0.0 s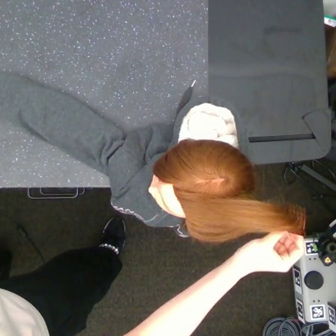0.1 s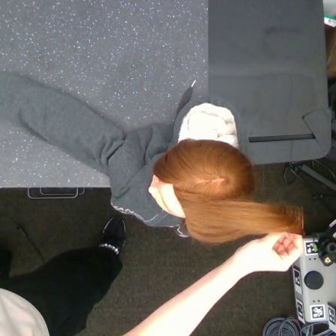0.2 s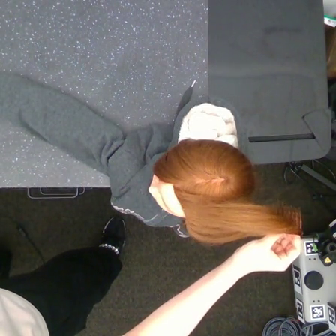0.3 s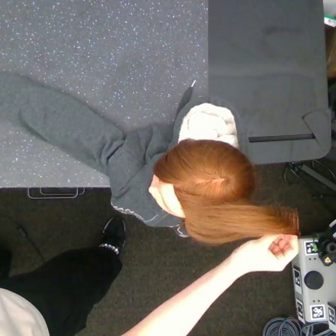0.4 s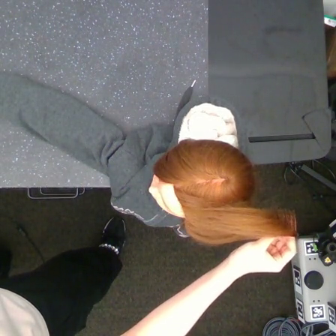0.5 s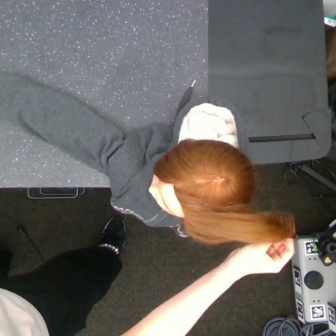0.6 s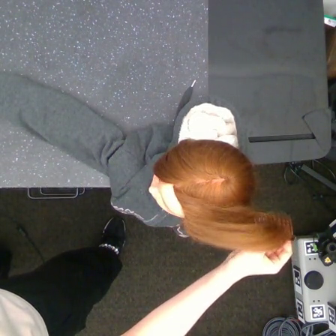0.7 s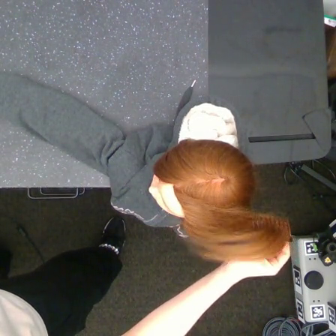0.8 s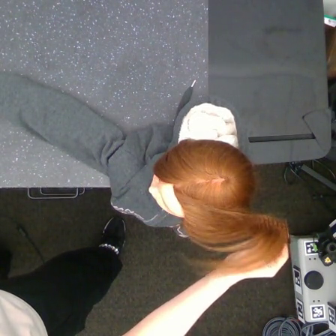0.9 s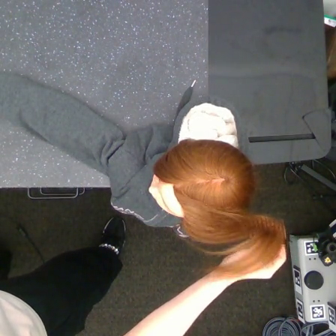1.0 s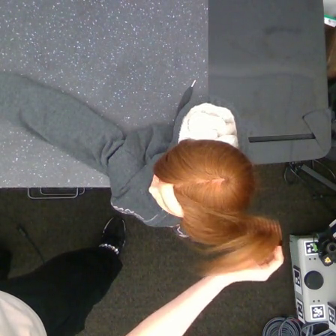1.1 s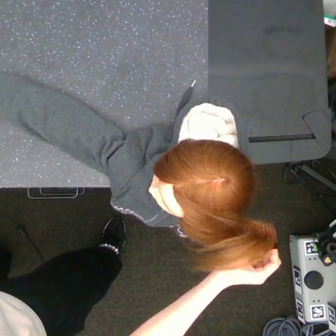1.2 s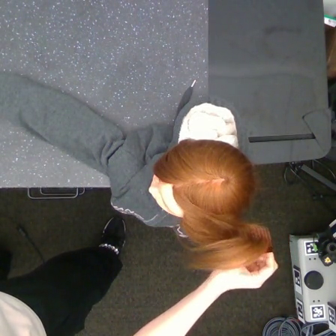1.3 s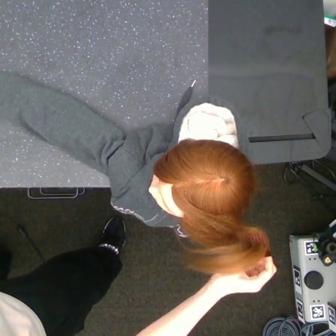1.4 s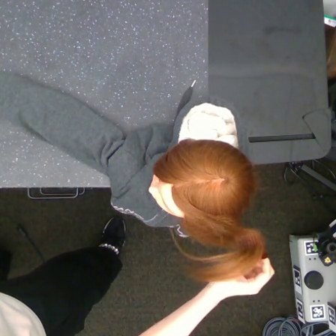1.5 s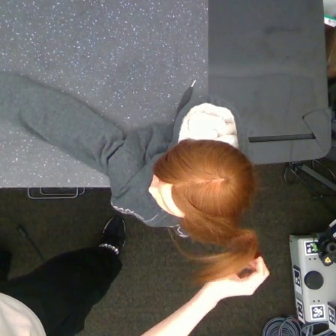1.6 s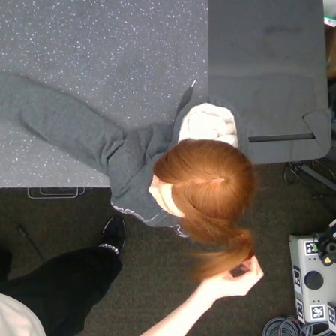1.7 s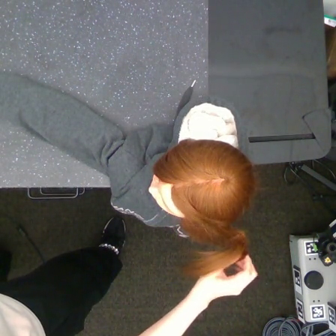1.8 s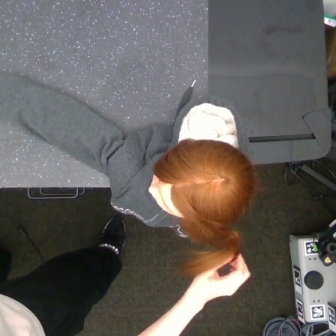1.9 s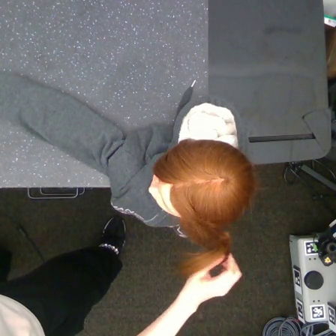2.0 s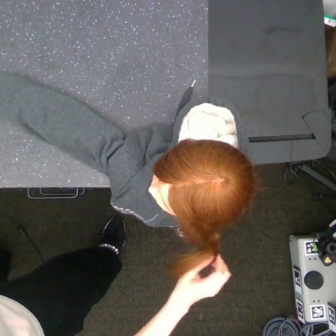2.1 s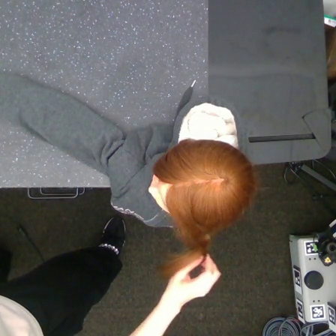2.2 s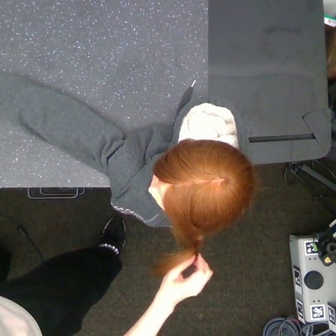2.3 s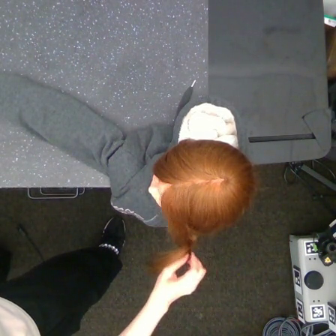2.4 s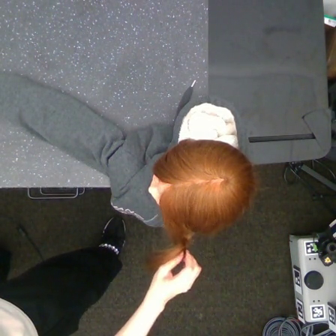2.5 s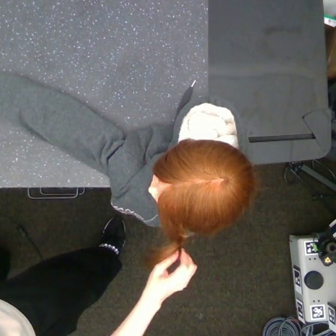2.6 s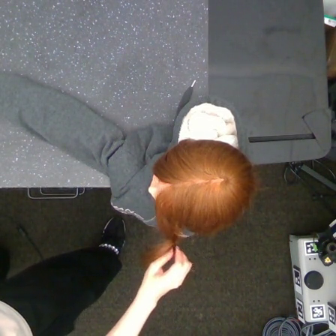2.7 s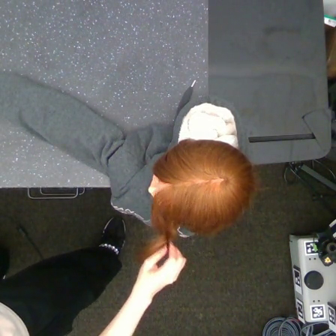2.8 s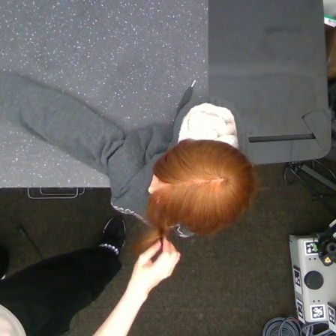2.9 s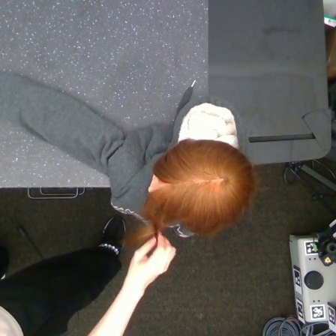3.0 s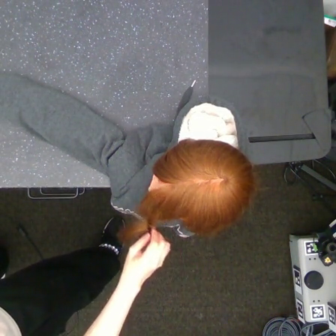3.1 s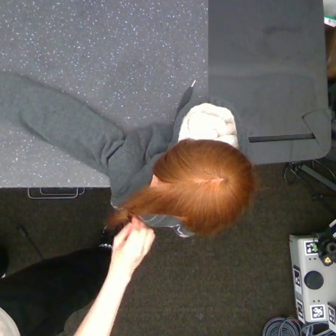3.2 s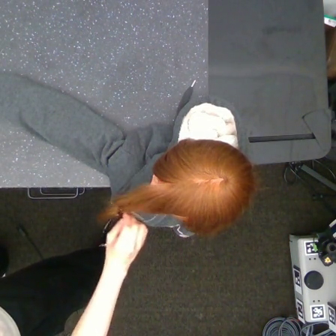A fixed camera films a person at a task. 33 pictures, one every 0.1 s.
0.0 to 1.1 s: The hand goes to the left and downward.
1.1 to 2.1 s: The hand goes to the left.
2.1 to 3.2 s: The hand goes to the left and upward.
Task: tidy side hair.
